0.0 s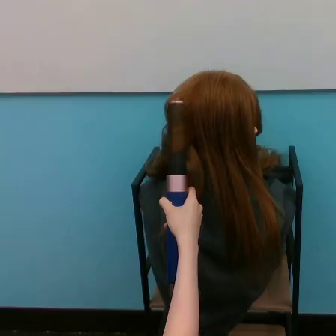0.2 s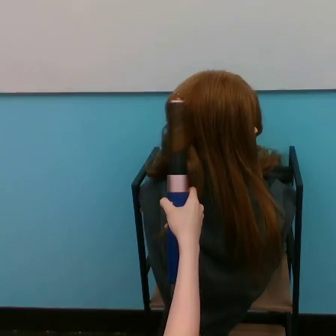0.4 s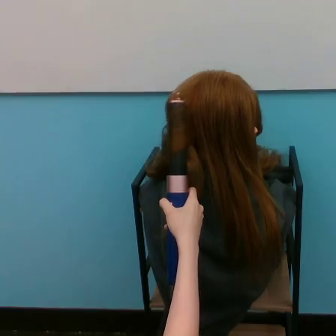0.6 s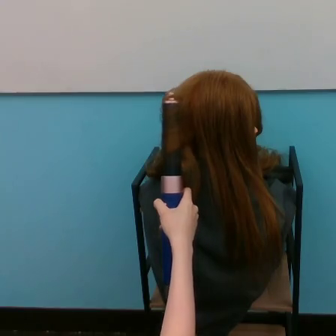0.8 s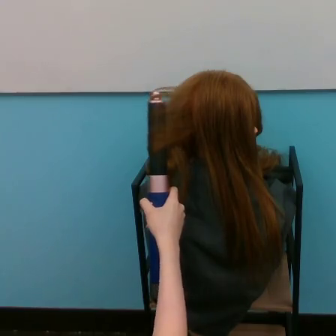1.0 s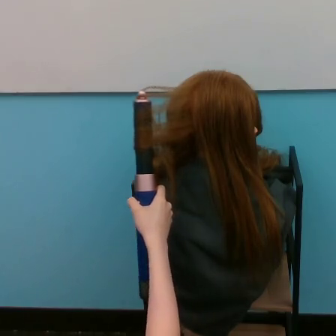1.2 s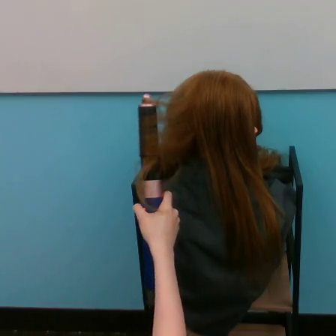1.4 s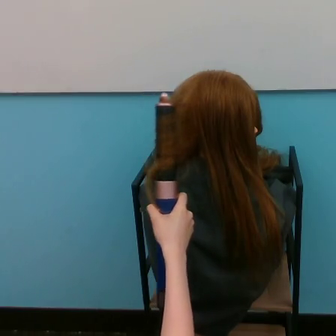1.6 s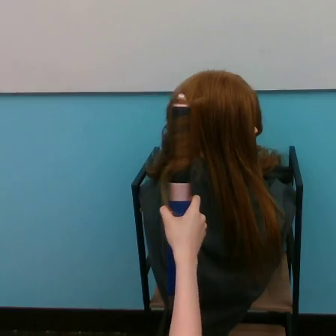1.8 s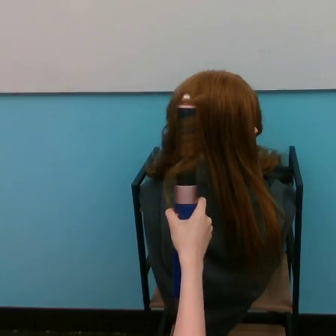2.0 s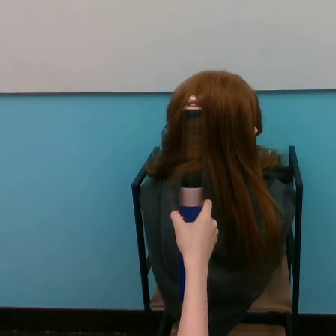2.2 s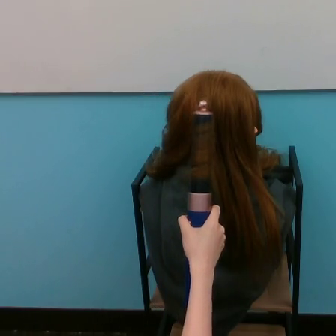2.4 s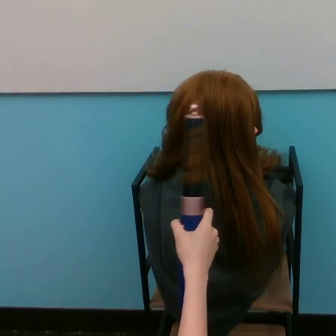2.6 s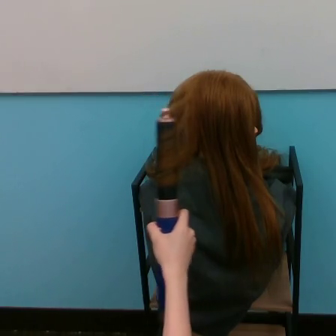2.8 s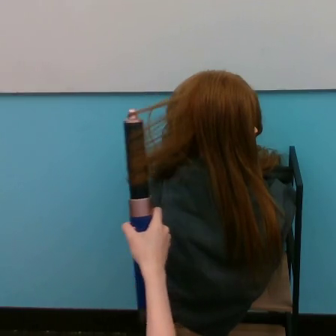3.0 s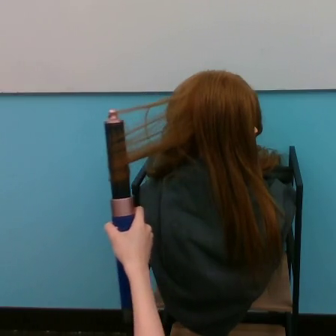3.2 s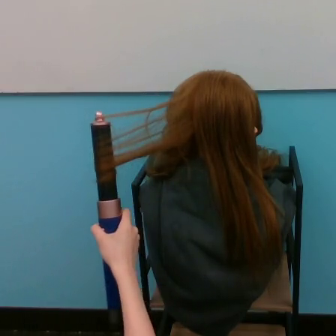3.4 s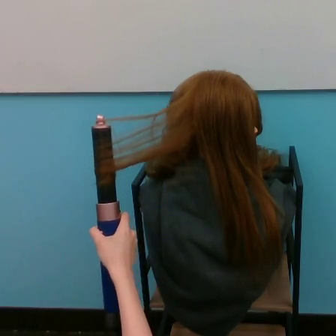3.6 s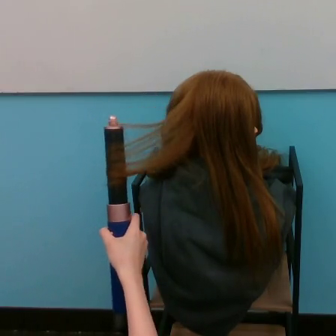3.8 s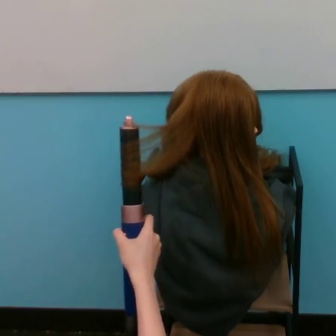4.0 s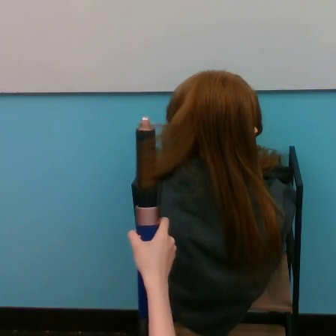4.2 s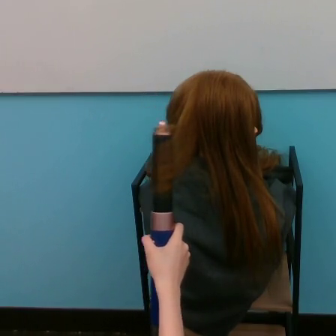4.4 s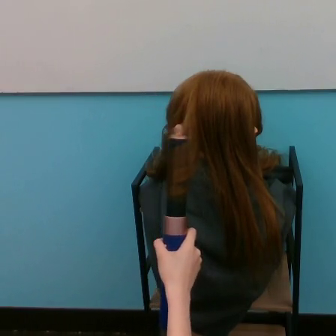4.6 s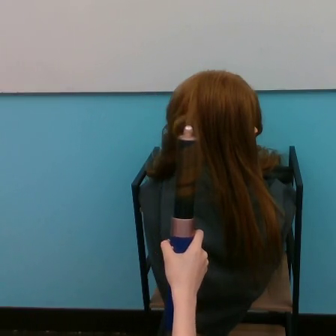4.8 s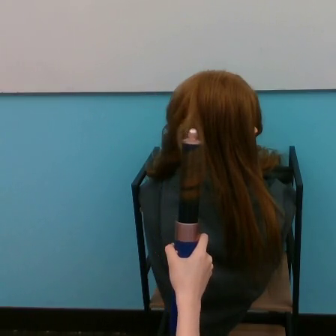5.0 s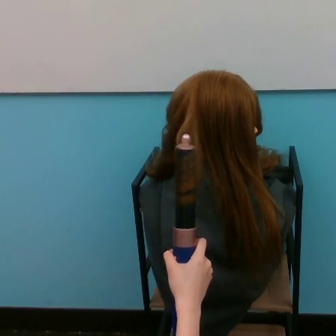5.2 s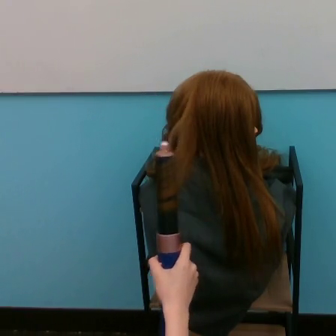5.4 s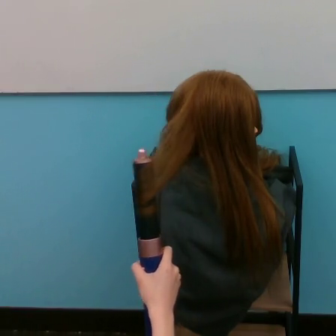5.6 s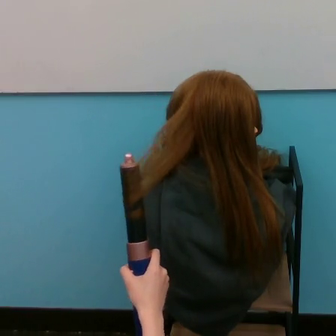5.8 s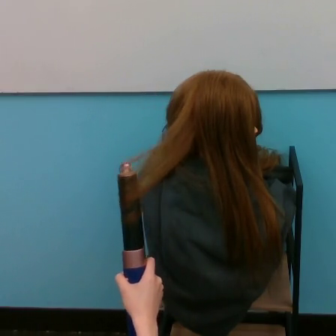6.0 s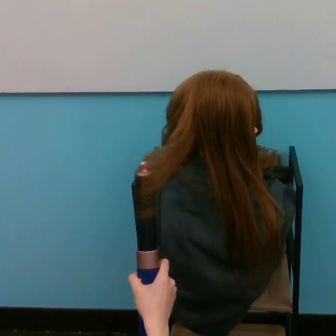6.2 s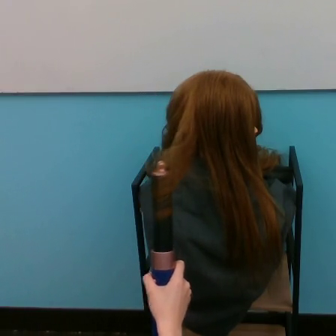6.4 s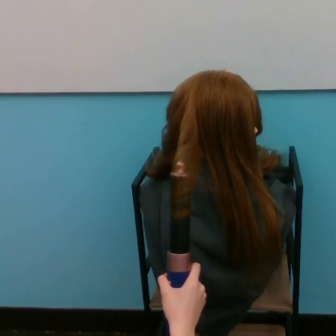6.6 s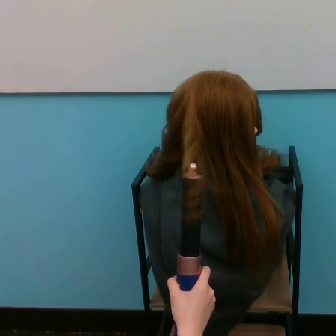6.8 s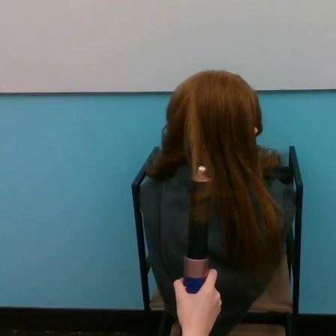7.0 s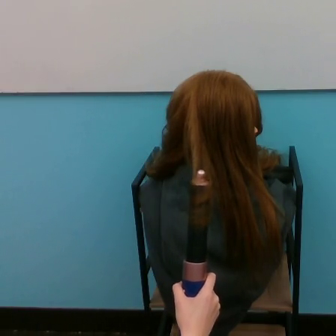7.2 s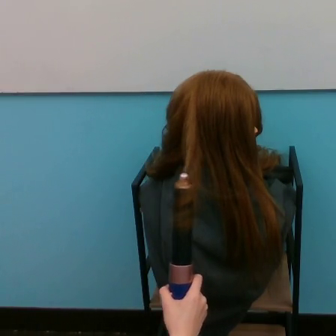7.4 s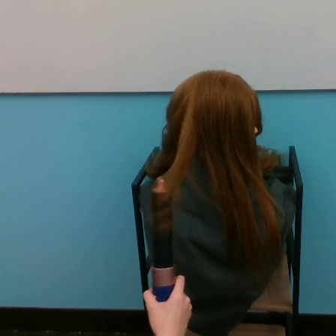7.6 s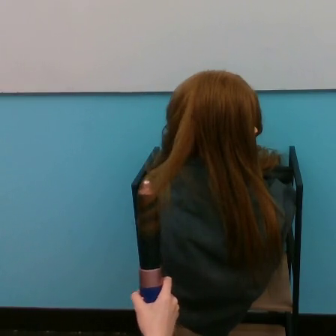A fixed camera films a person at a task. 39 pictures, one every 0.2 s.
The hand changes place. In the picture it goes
downward.
0.0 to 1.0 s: The hand goes to the left.
1.0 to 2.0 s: The hand goes to the right.
2.0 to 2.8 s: The hand goes to the left.
2.8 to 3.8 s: The hand goes to the left, then to the right.
3.8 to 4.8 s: The hand goes to the right.
4.8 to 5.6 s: The hand goes to the left.
5.6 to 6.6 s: The hand goes to the right.
6.6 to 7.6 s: The hand goes to the left.
Task: curl hair.
Motion: move downward, making horizontal oscillations to the left and to the right.
